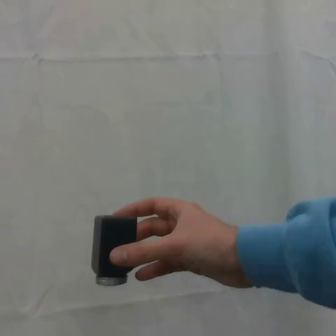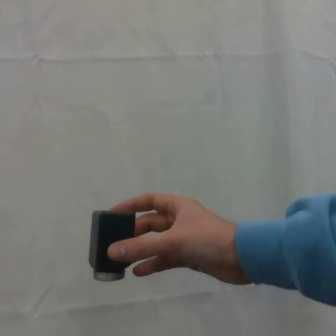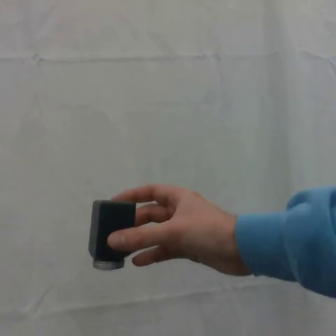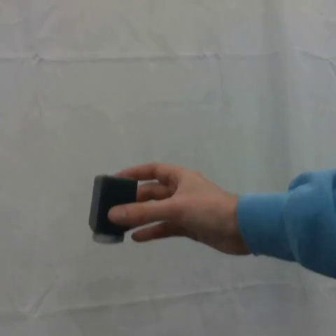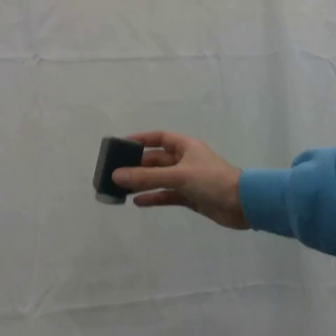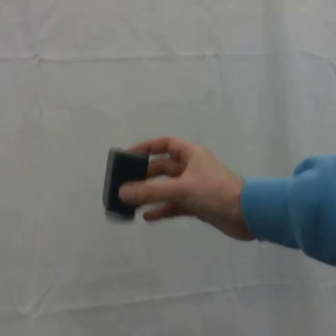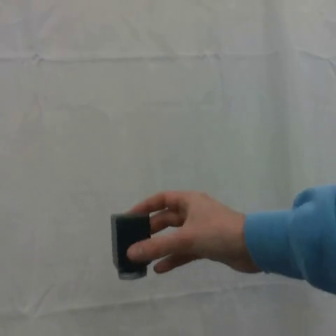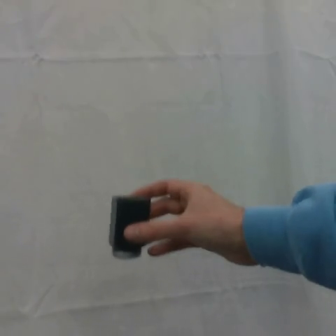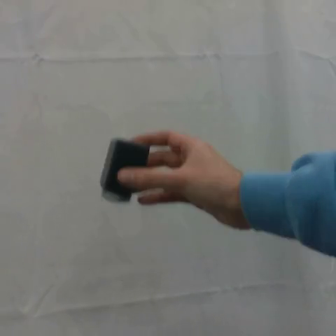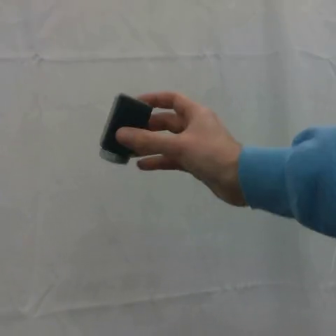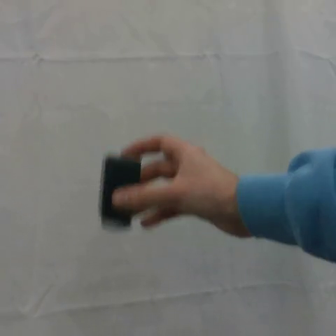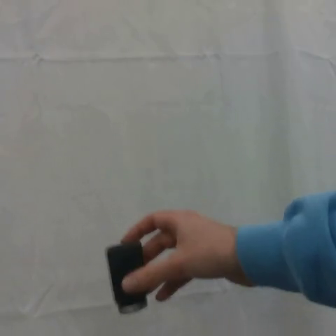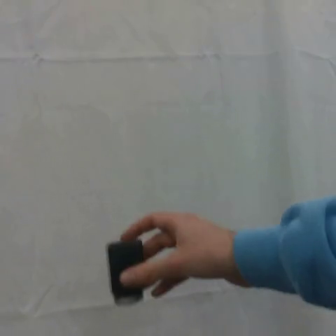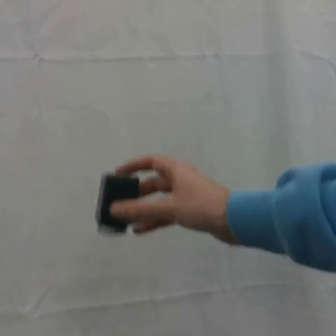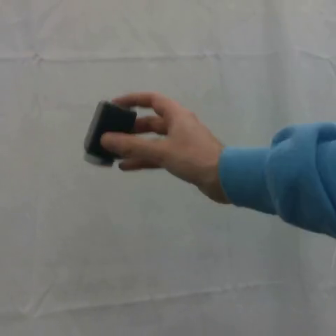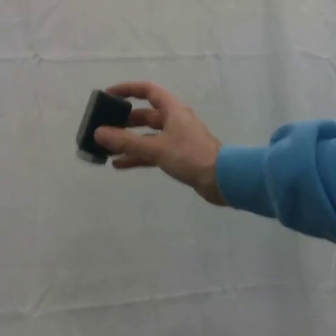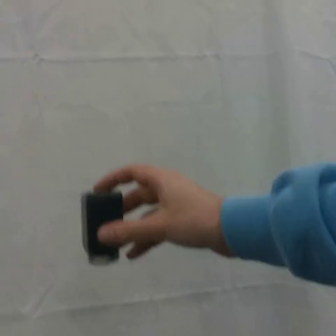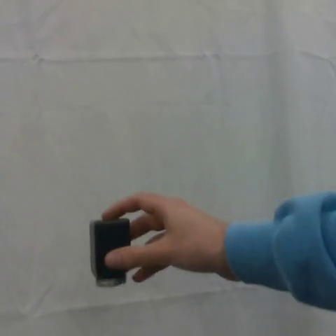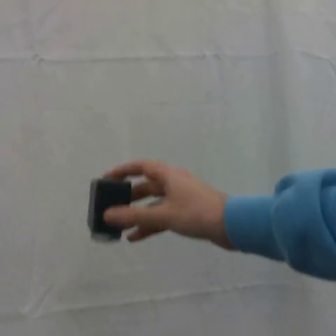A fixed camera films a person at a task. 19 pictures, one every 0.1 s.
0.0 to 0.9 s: The hand goes upward.
0.9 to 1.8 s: The hand goes downward, then upward.
Task: shake the salt shaker.
Motion: move up and down 3 times.
